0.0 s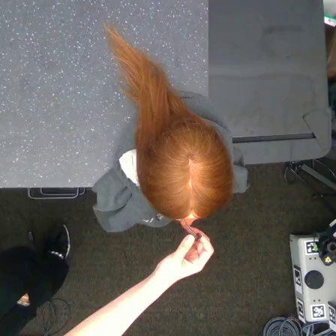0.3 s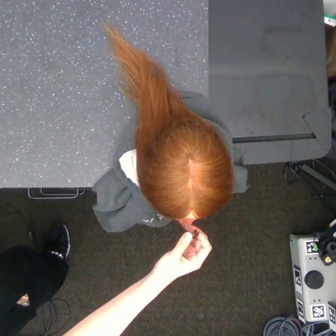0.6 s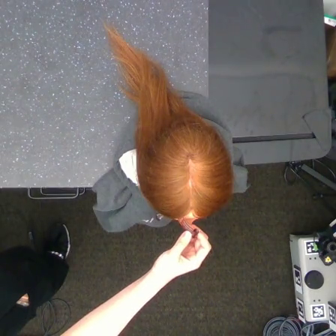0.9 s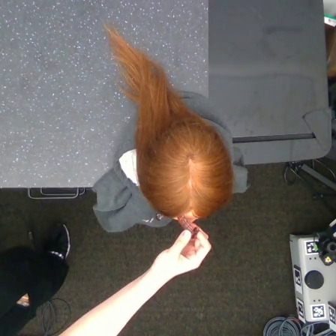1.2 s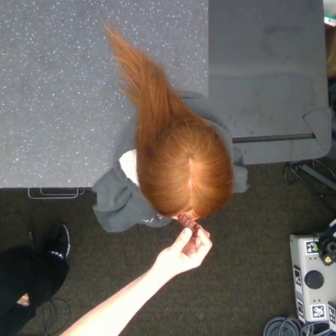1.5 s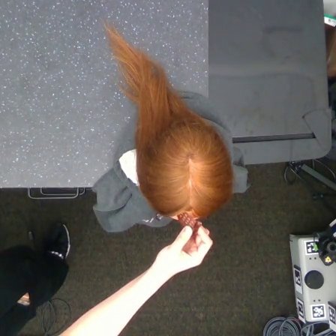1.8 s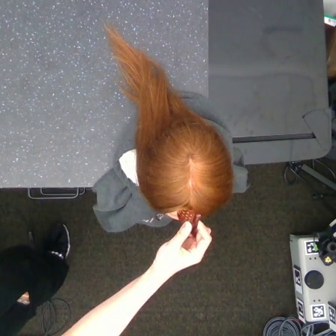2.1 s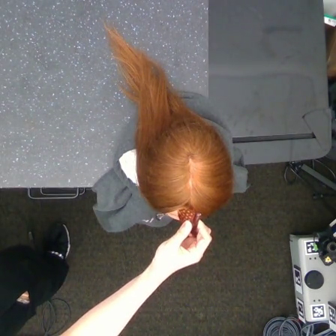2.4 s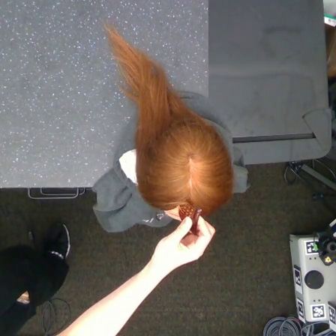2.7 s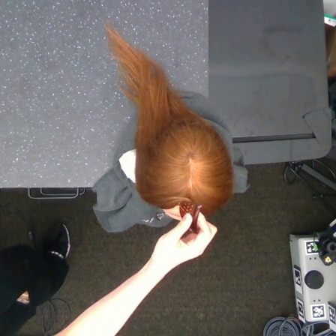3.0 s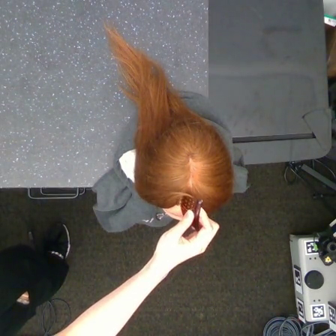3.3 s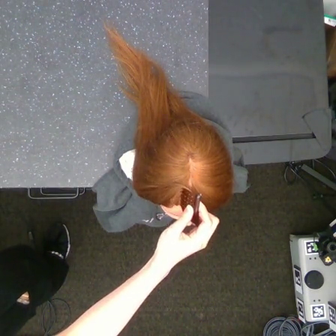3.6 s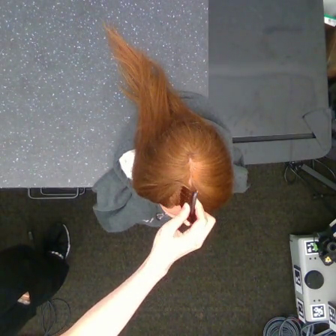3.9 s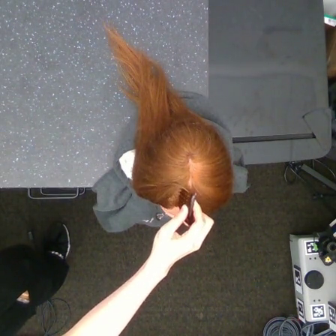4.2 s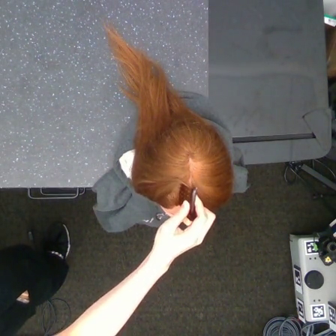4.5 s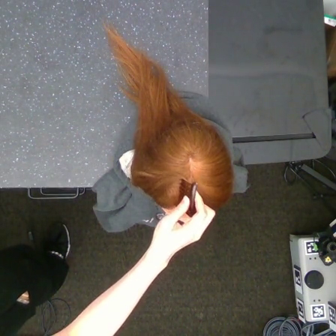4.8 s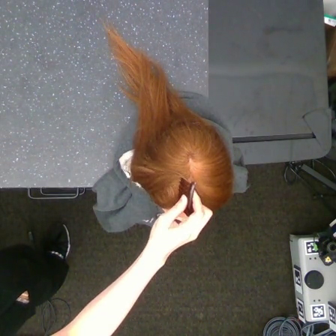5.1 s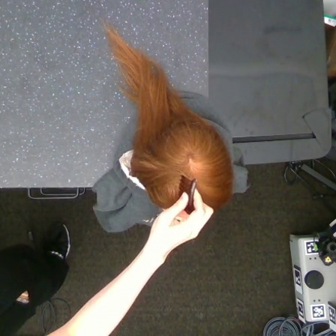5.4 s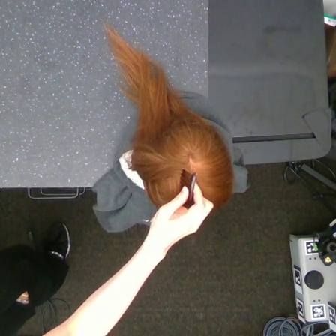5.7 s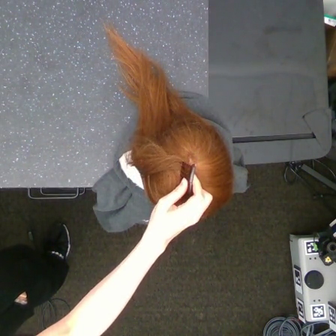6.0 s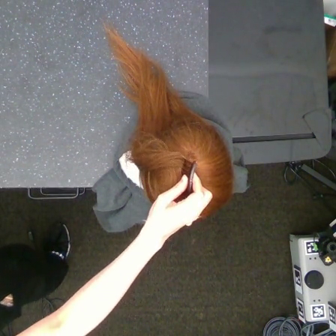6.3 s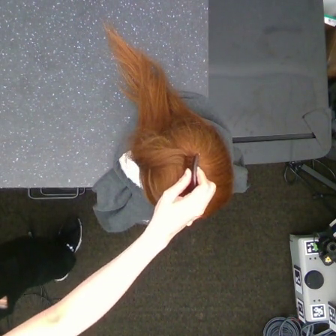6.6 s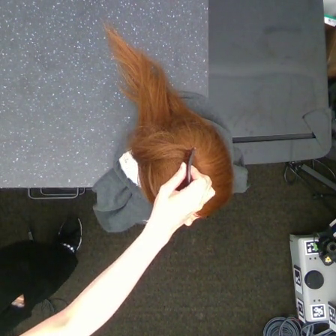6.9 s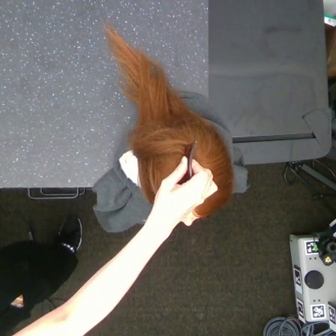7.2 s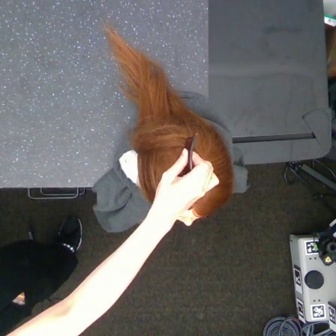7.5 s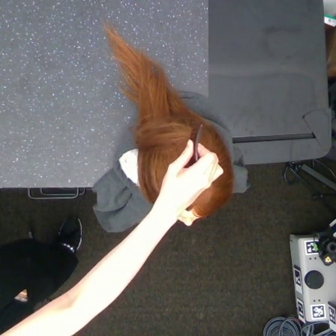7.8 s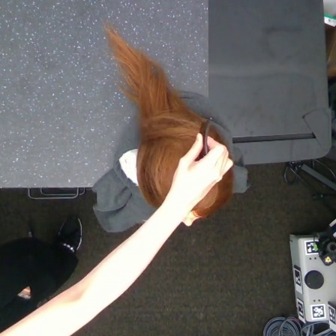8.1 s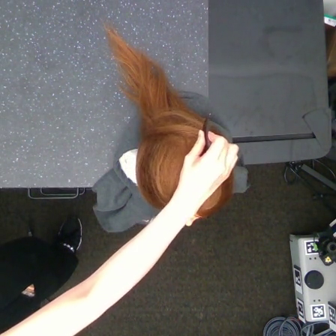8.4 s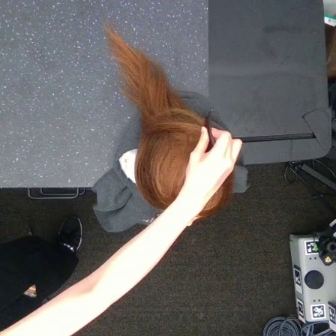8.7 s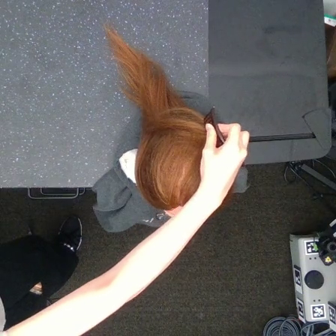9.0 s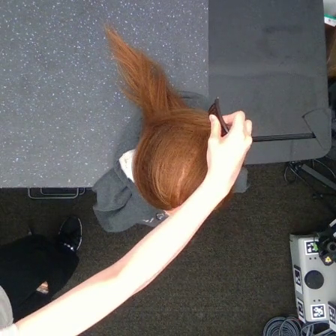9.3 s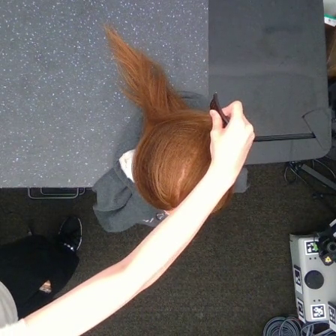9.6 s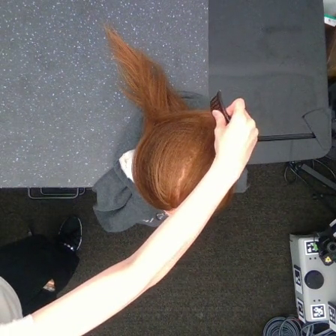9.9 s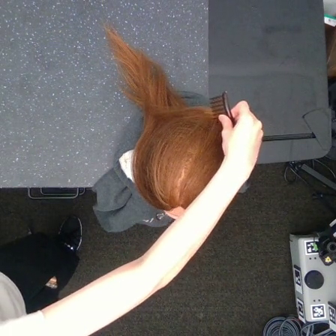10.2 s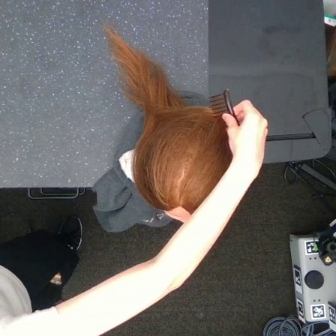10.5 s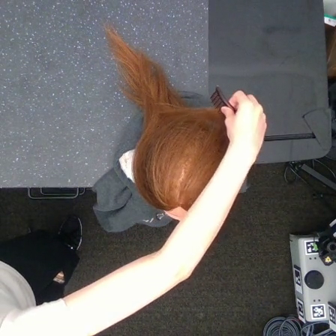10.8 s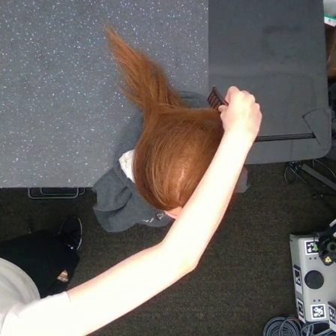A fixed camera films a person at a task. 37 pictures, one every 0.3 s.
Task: part hair.
Motion: move upward, then move upward and to the right.
0.0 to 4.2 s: The hand goes upward.
4.2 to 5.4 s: The hand goes upward.
5.4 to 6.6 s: The hand goes upward.
6.6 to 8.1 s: The hand goes upward and to the right.
8.1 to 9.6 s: The hand goes upward and to the right.
9.6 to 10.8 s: The hand goes upward, on a counterclockwise arc.
